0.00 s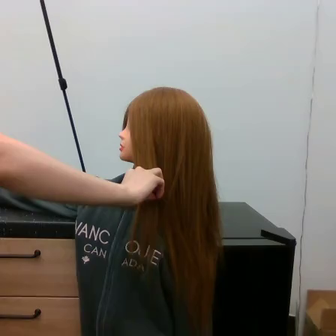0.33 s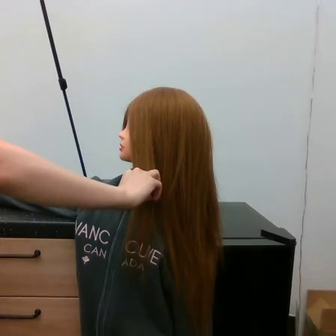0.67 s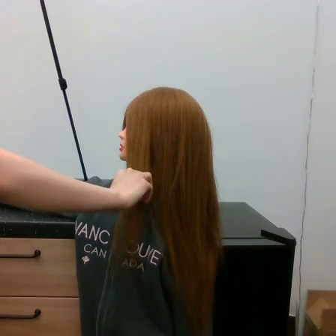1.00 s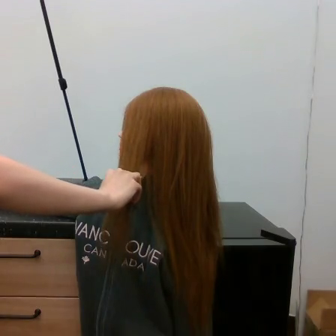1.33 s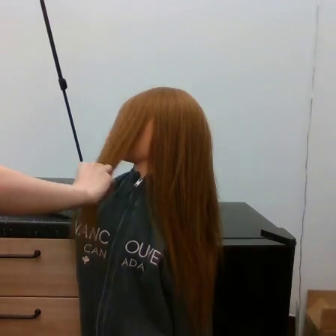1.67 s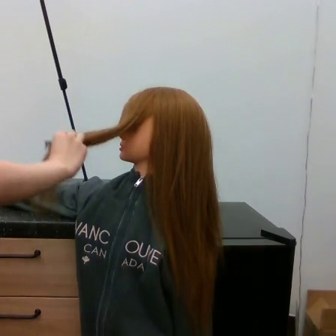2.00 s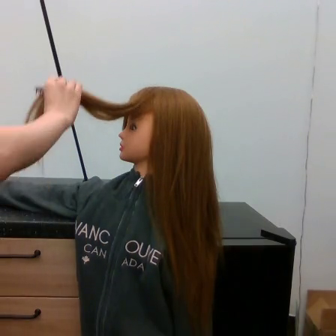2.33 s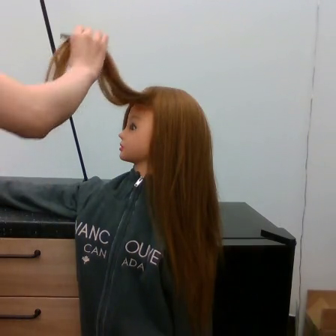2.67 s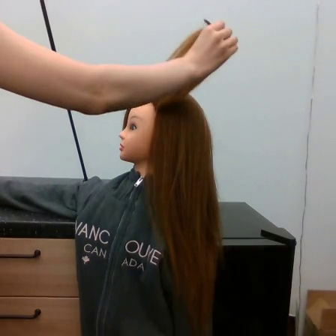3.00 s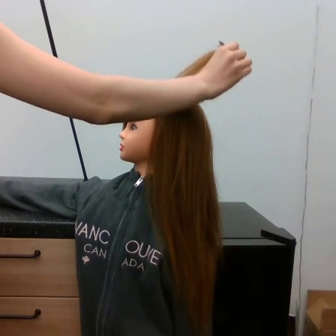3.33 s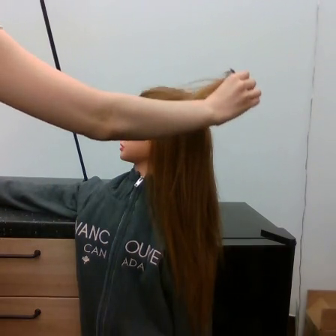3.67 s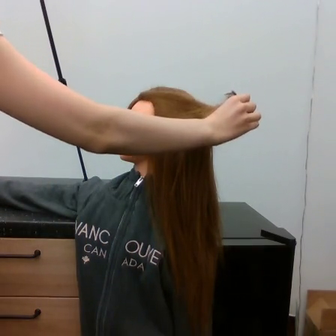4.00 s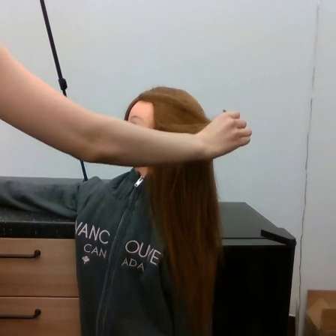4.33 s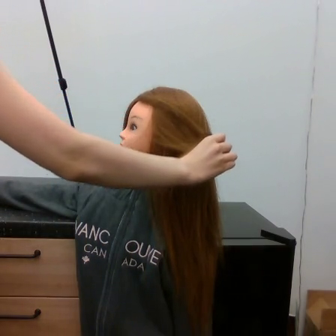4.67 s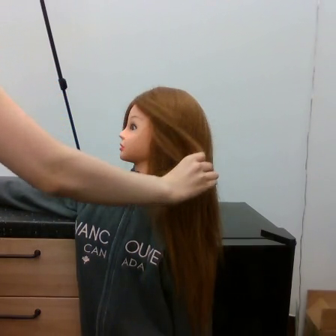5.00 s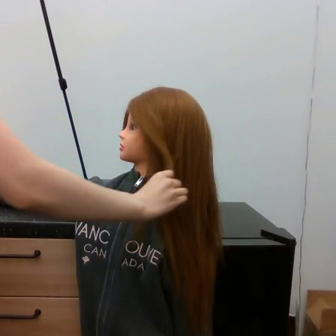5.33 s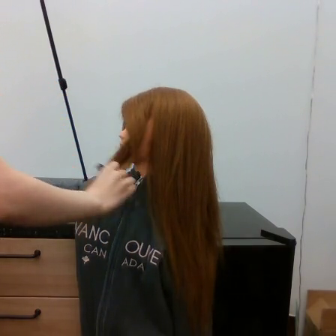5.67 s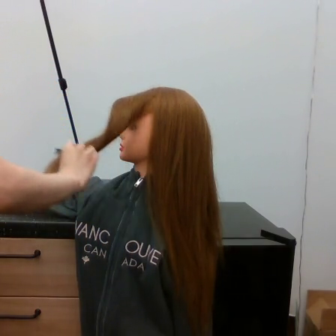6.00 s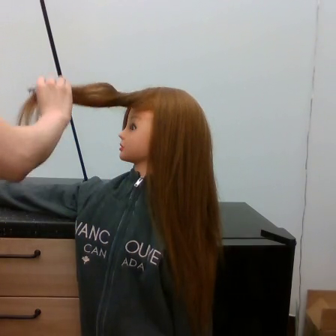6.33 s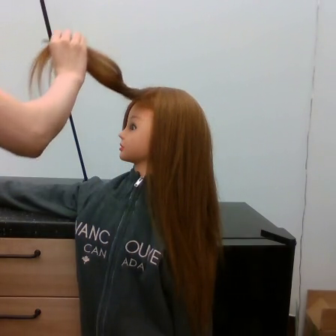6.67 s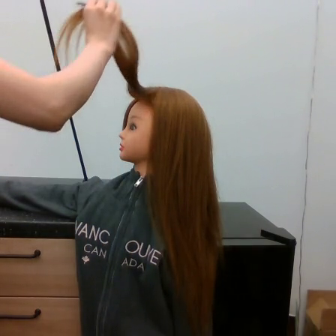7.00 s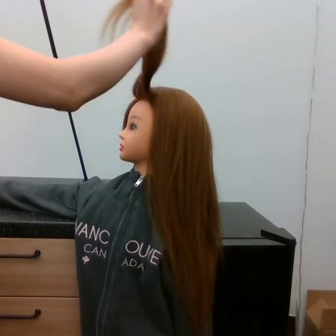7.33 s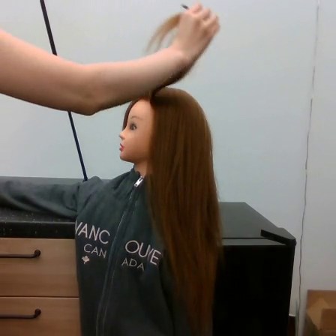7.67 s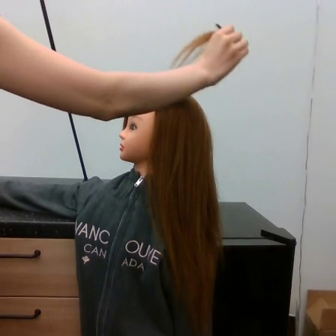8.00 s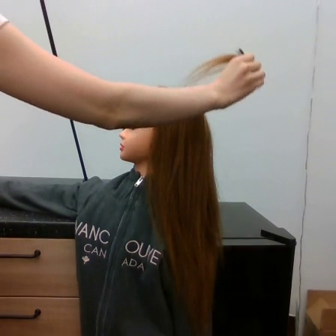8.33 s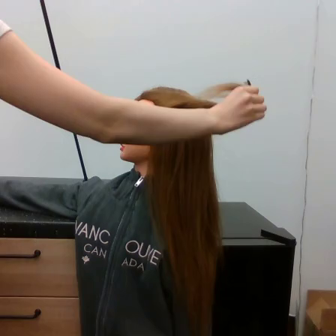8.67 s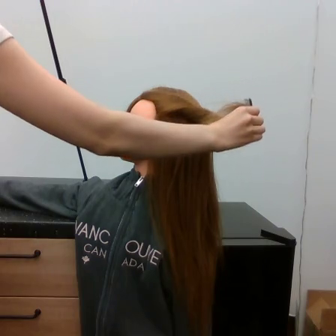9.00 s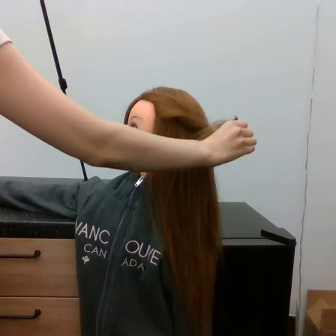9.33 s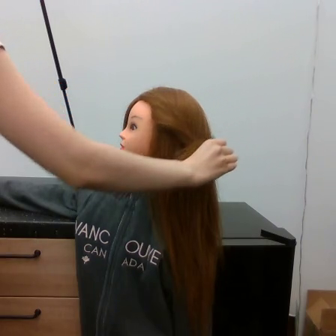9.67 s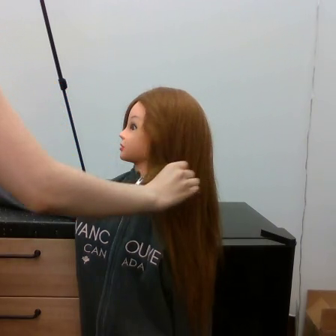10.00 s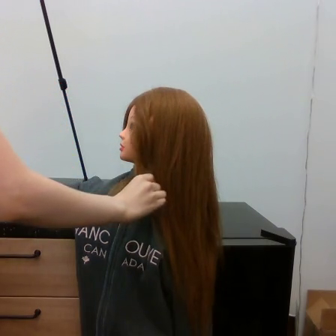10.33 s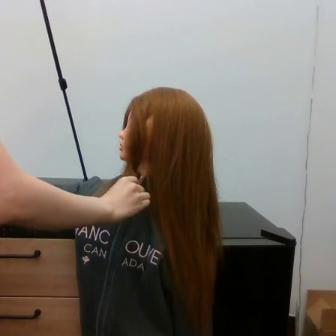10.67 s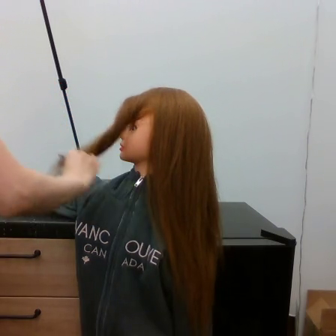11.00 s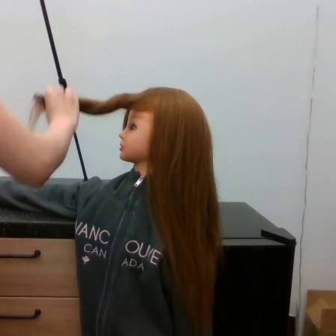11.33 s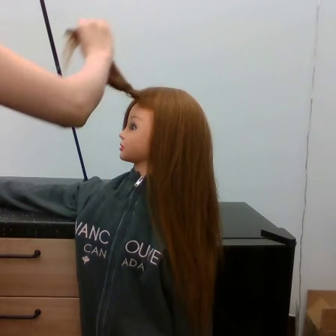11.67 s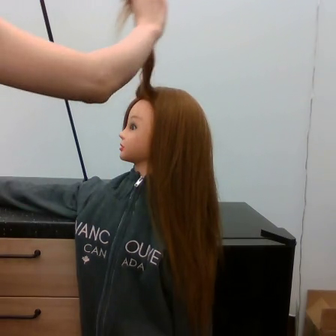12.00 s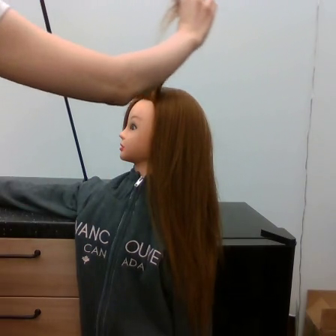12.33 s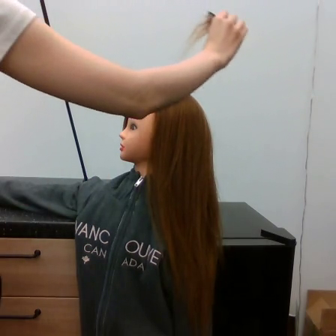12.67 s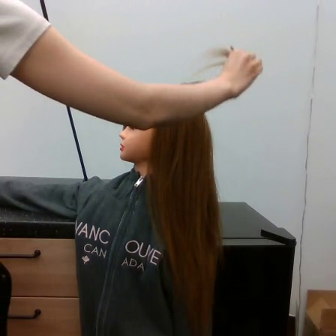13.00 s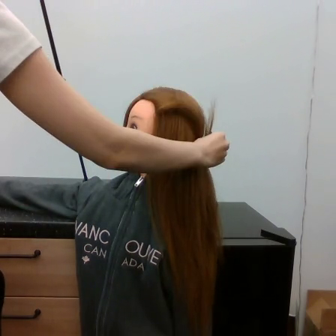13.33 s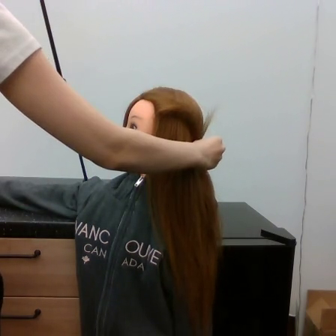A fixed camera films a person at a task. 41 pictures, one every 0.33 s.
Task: tidy side hair.
Motion: make 3 circular motions clockwise.
0.00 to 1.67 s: The hand goes to the left and upward, on a clockwise arc.
1.67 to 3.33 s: The hand goes to the right and upward, then downward.
3.33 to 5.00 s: The hand goes downward and to the left.
5.00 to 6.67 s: The hand goes upward.
6.67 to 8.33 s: The hand goes to the right and downward.
8.33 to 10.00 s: The hand goes to the left and downward.
10.00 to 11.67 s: The hand goes upward, on a clockwise arc.
11.67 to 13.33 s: The hand goes downward and to the right.
In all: It circles clockwise, turning through about 990 degrees.
